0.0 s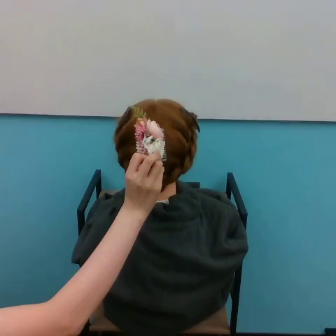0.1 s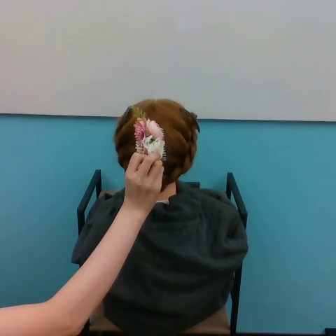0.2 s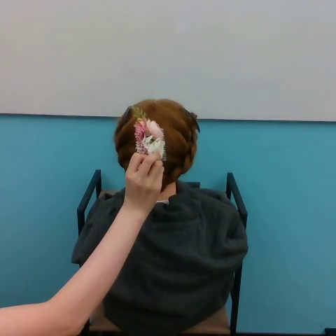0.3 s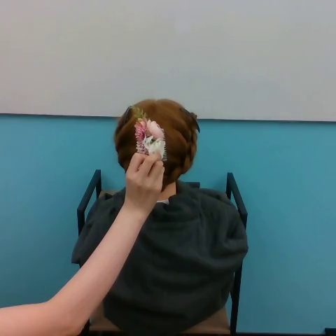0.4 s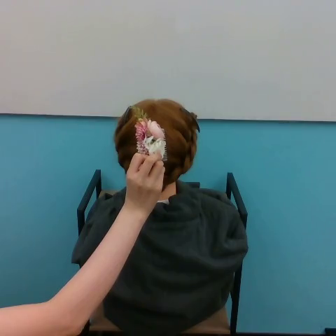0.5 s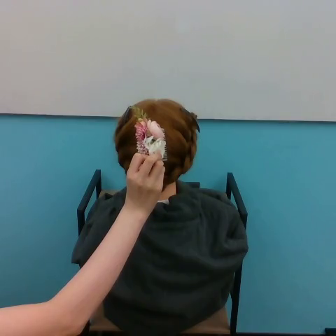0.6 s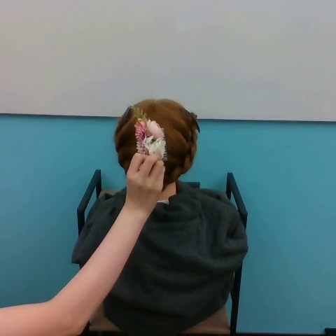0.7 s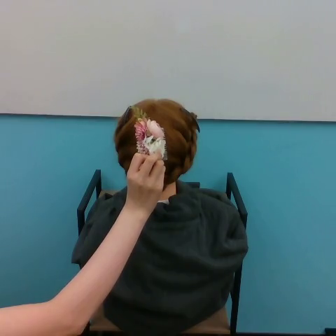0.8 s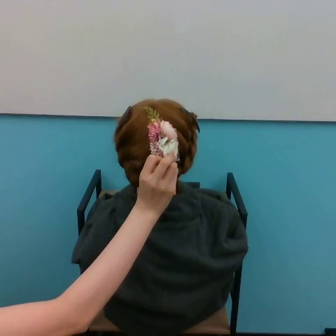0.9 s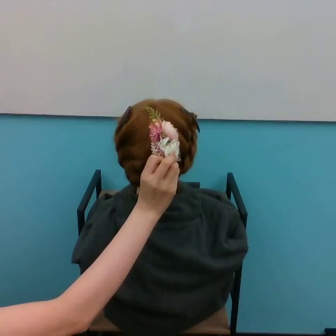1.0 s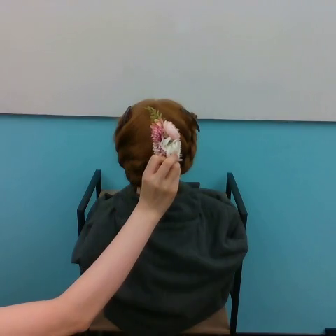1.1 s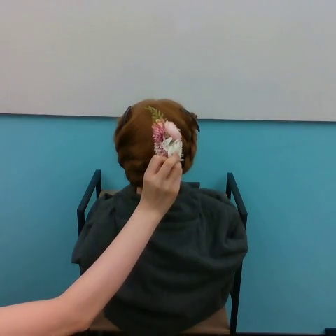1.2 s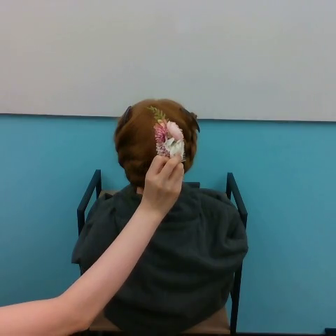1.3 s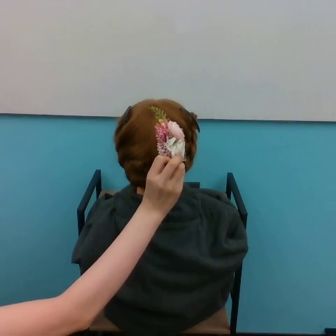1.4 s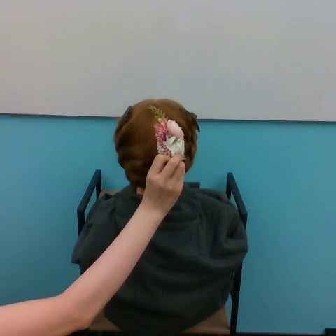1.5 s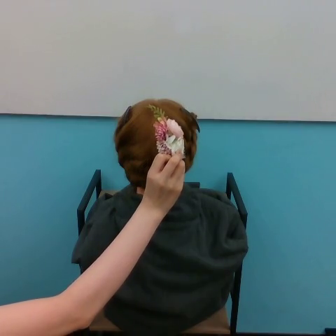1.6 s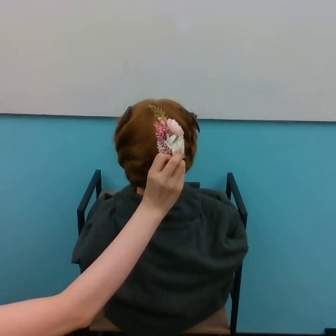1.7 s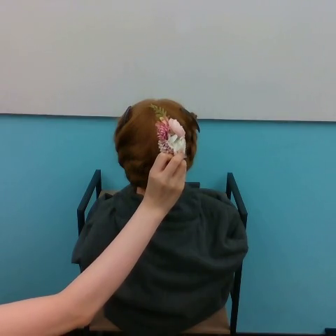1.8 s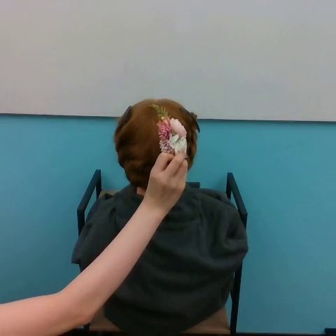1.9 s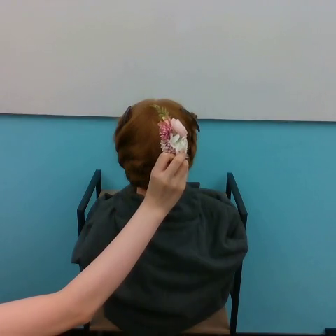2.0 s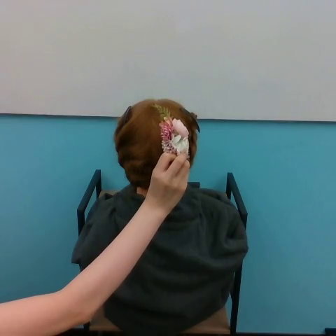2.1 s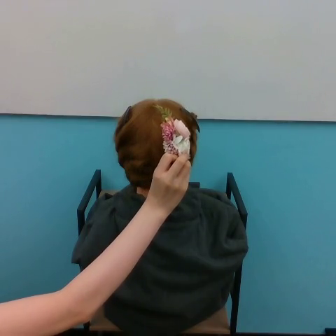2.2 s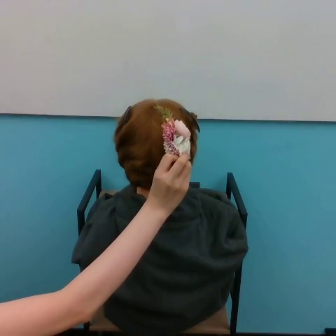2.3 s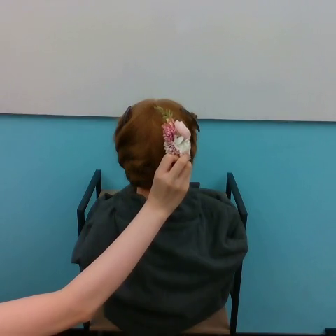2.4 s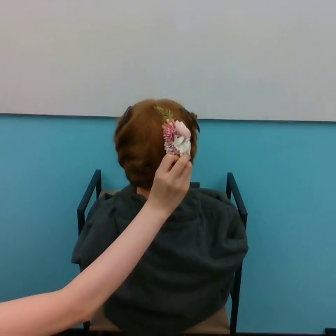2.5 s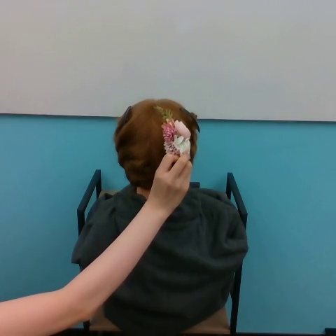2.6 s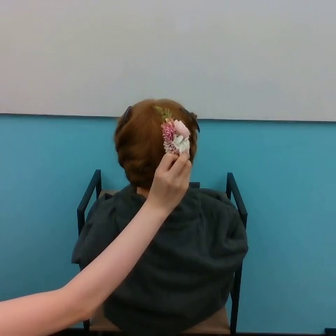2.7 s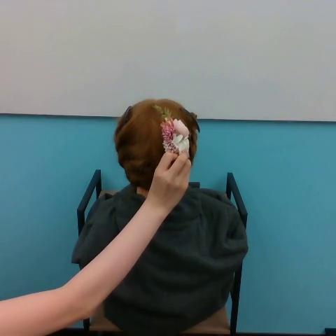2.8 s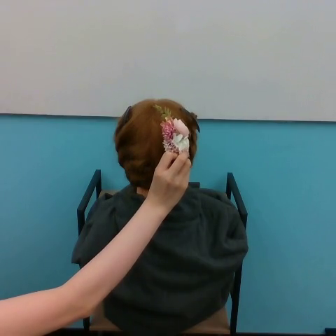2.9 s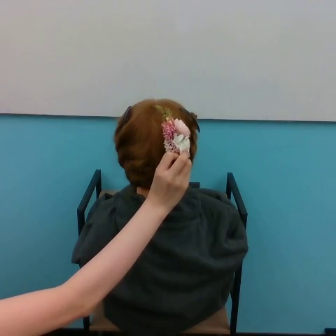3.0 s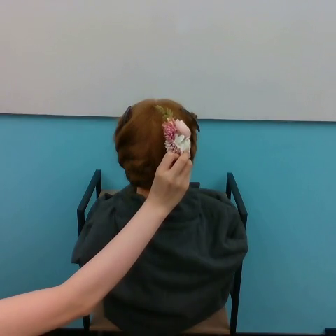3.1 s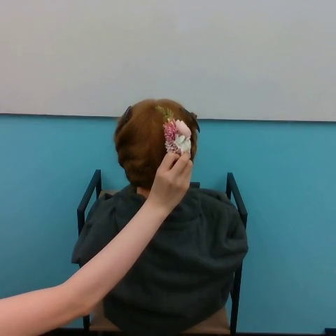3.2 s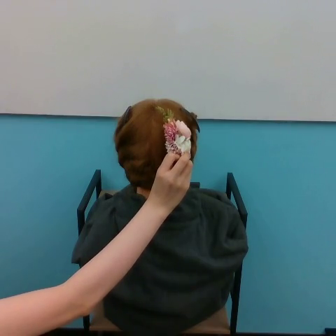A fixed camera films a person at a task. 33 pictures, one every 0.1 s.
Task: tuck flower in hair.
0.0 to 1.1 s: The hand goes to the right.
1.1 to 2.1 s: The hand moves only a little.
2.1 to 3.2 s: The hand stays where it is.
